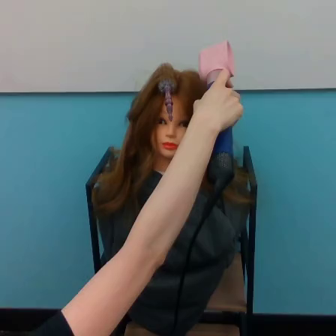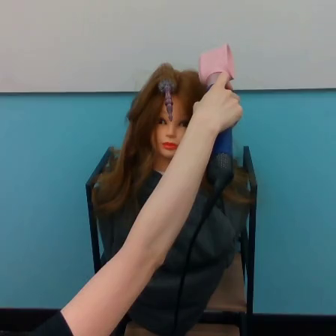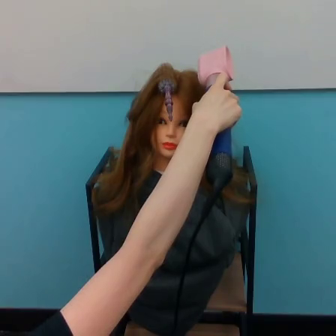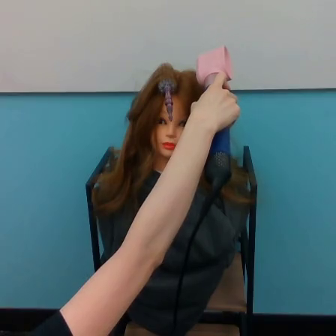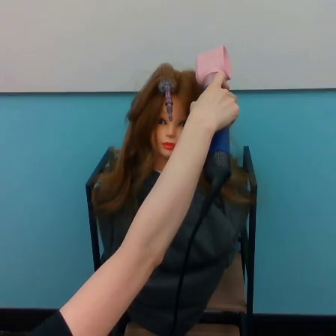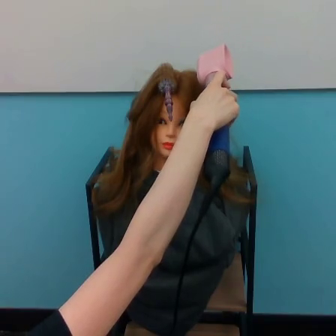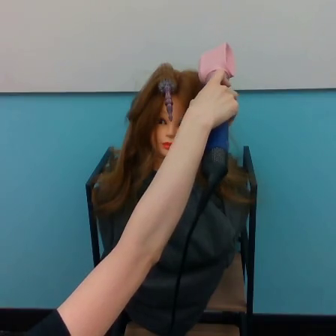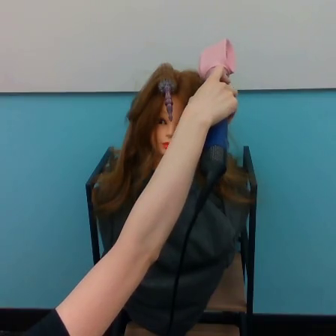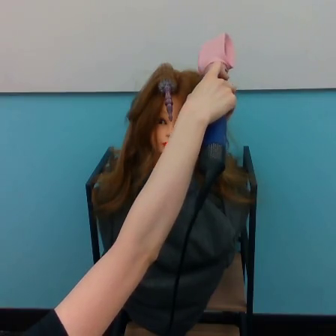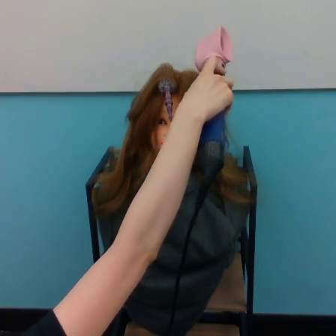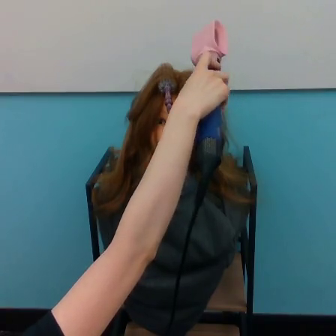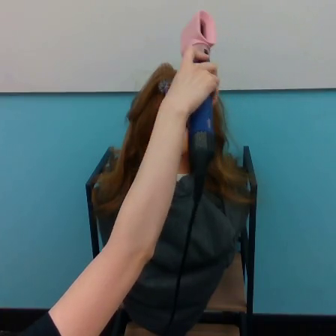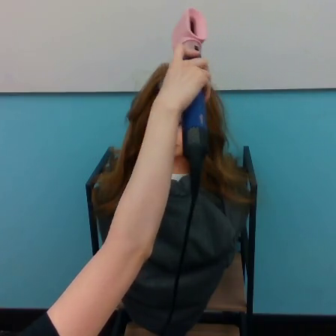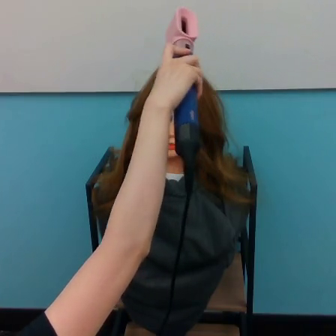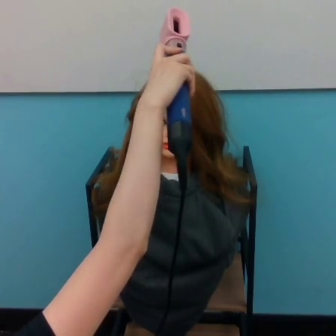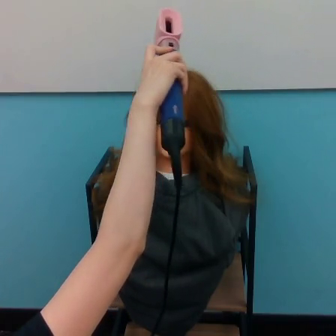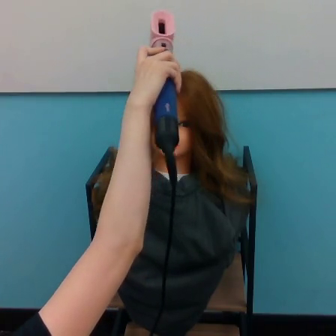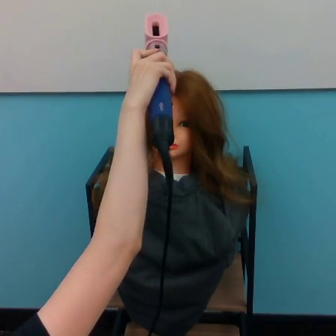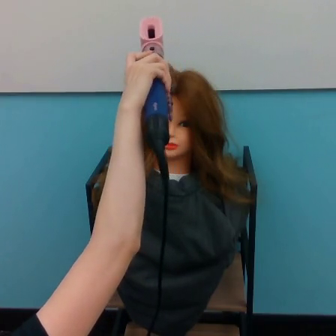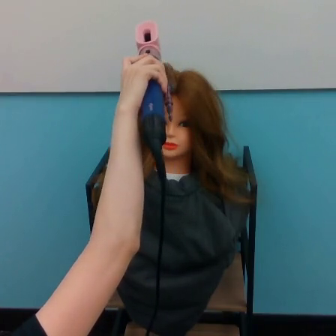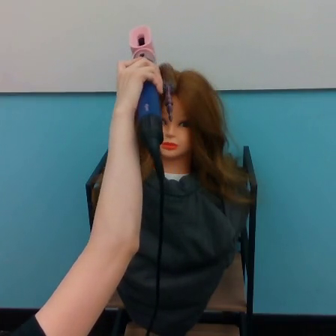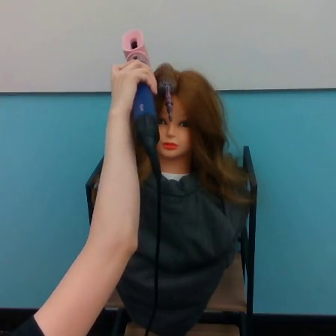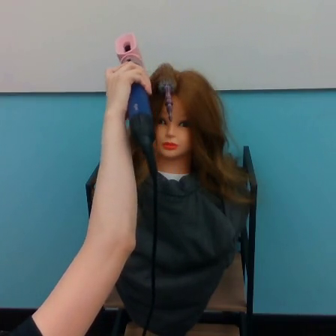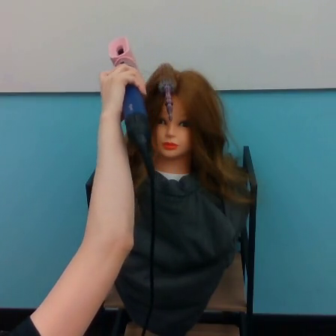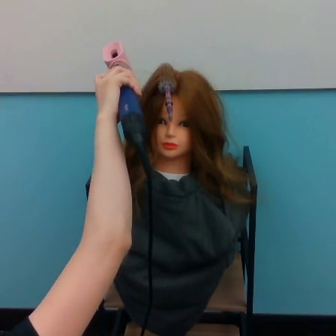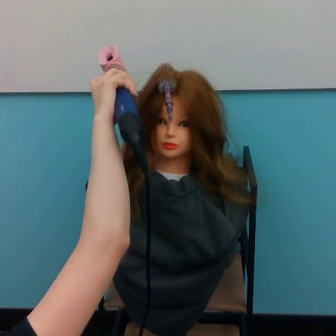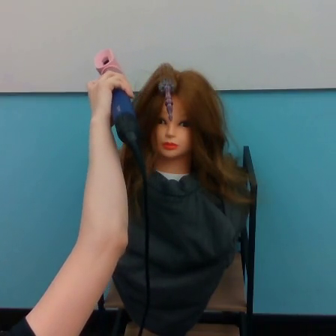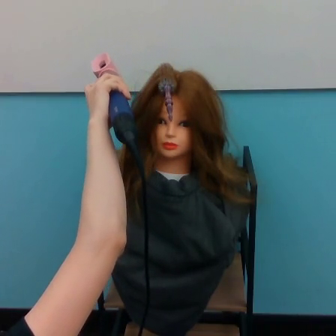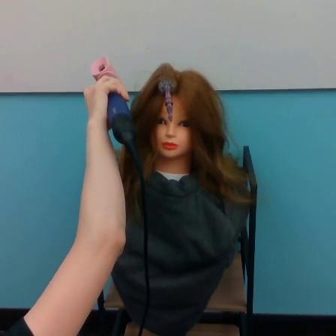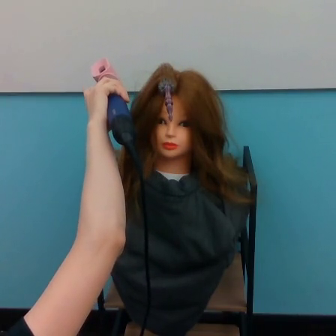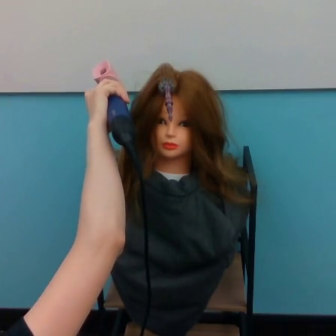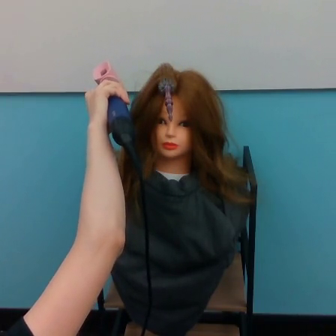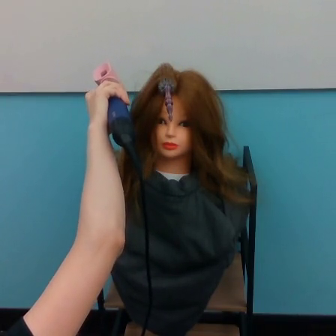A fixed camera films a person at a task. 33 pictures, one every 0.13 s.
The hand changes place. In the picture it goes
to the left.
0.00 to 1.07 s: The hand moves only a little.
1.07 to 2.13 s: The hand goes to the left.
2.13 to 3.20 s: The hand goes to the left.
3.20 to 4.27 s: The hand moves only a little.
Task: volume hair.
Motion: move to the left following a concave curve.
